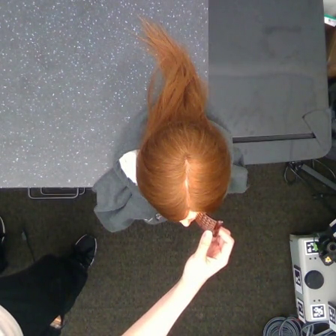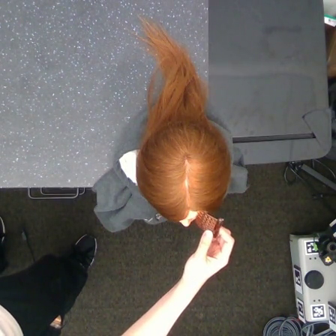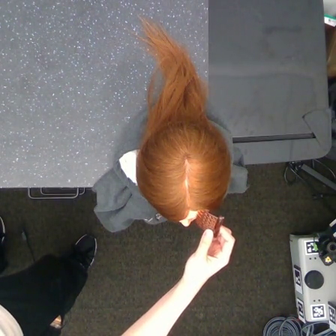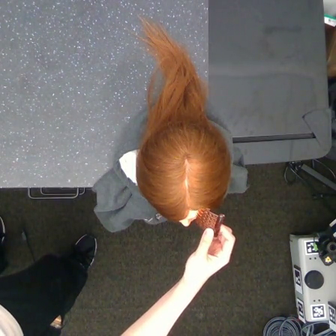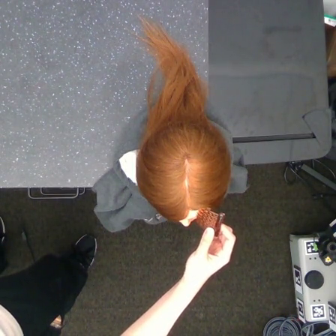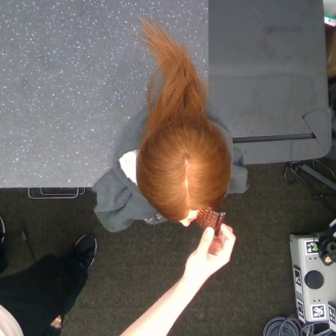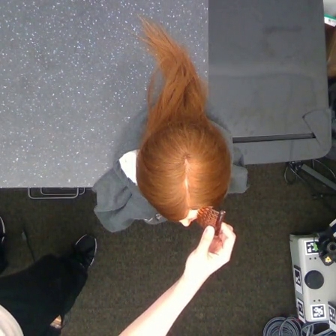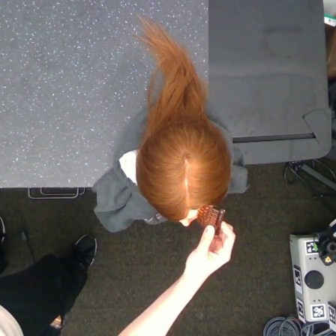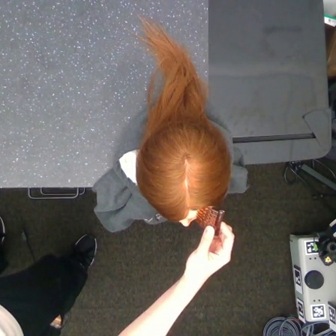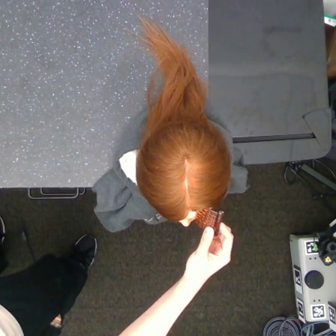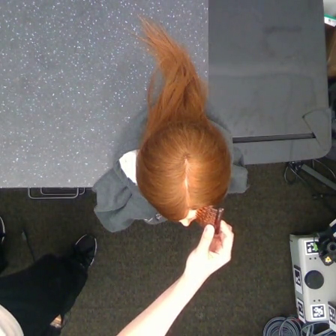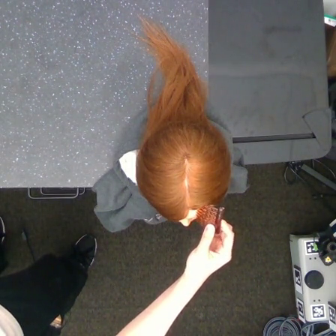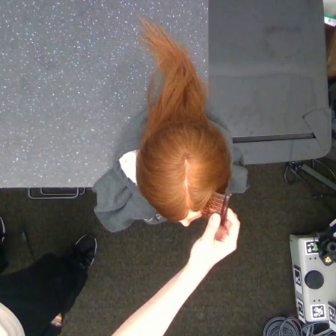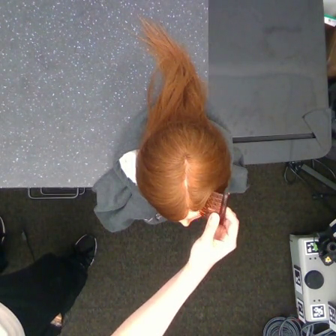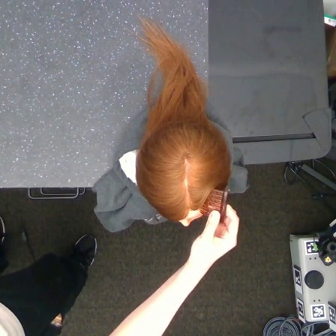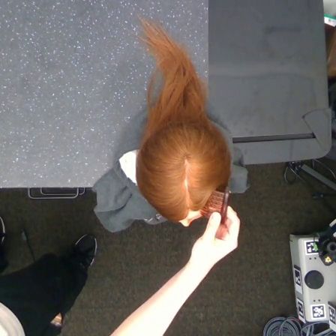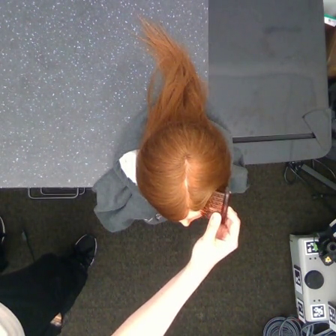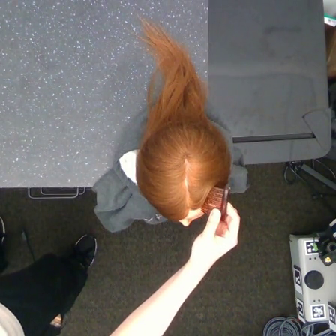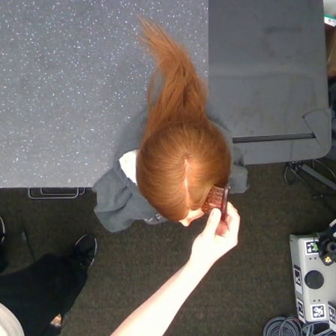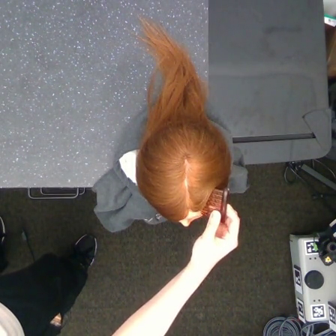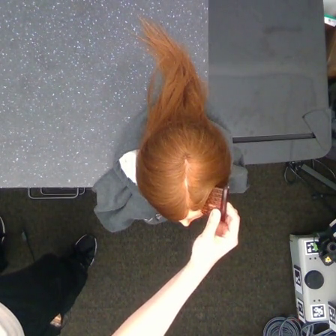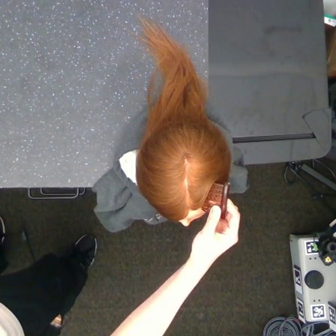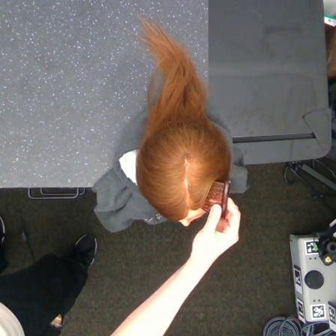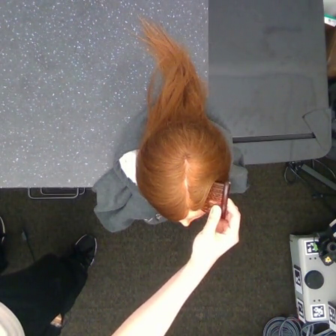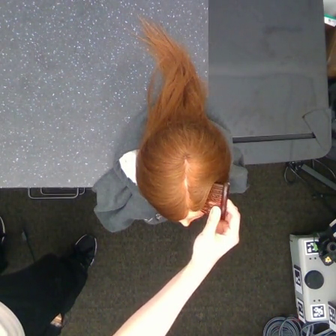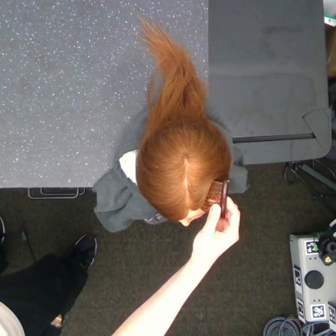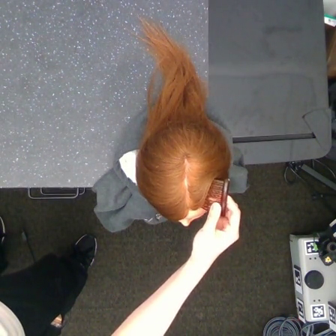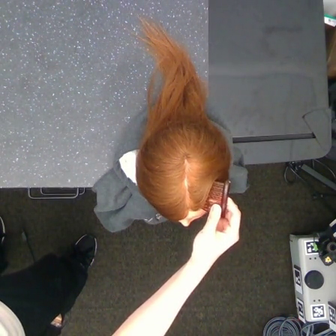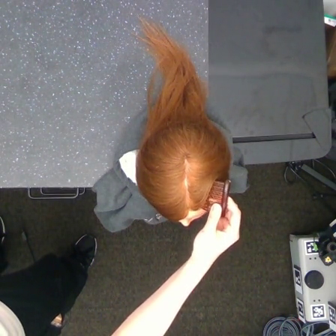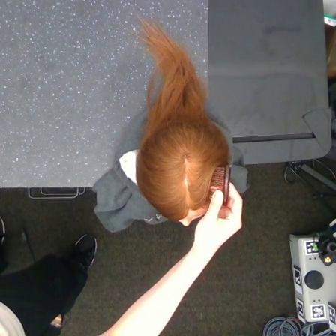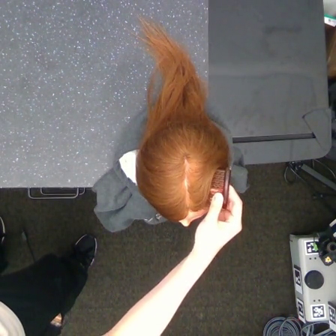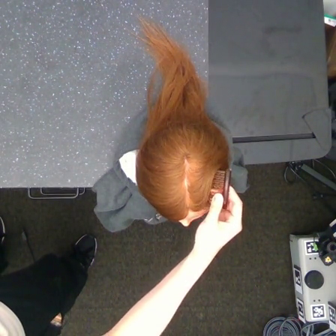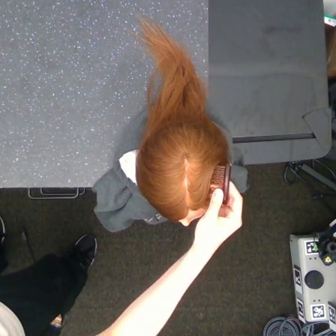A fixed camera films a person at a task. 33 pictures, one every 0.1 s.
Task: part hair.
0.0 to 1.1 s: The hand moves only a little.
1.1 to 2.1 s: The hand goes upward.
2.1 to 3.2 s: The hand moves only a little.
